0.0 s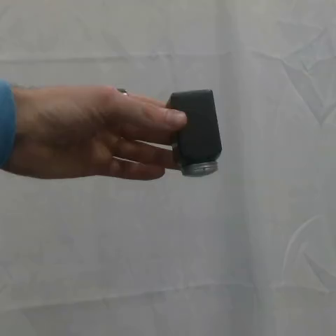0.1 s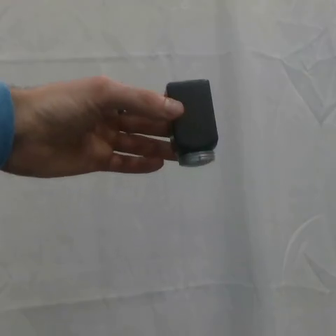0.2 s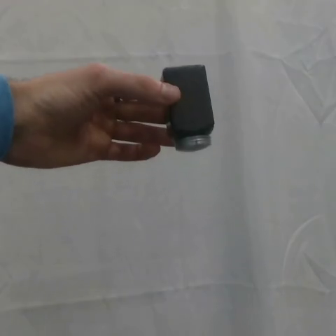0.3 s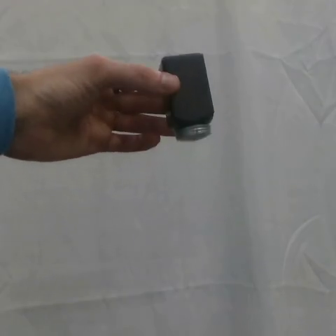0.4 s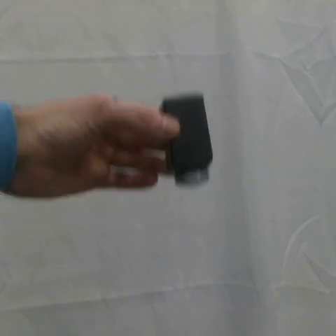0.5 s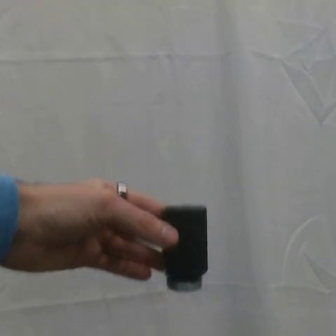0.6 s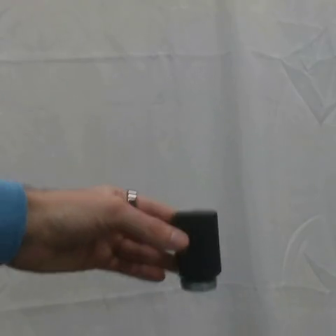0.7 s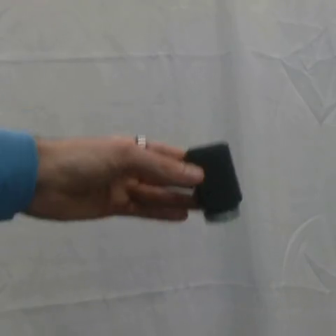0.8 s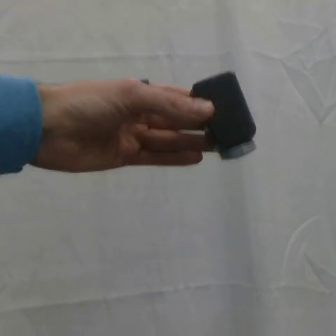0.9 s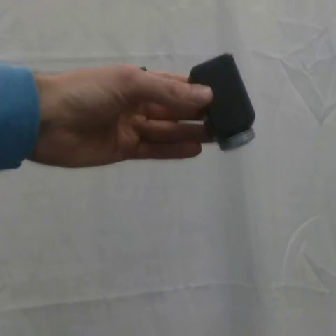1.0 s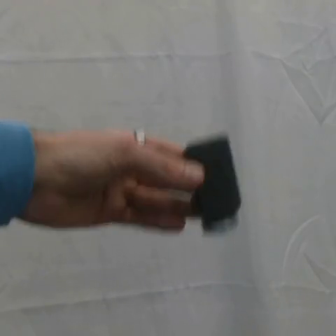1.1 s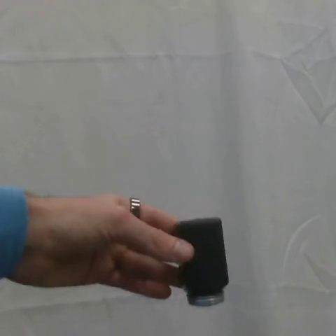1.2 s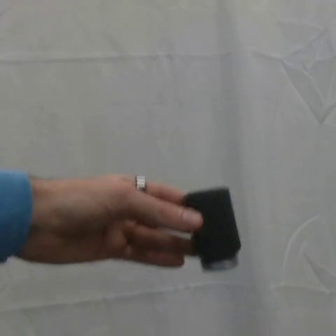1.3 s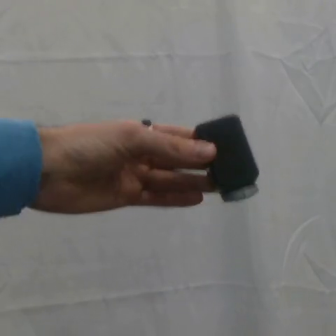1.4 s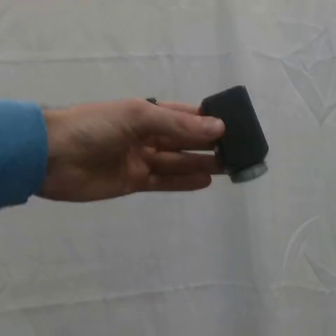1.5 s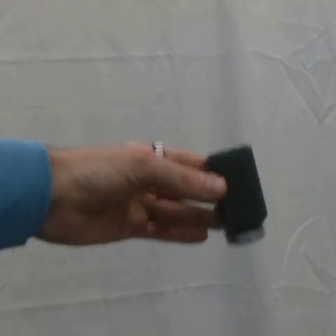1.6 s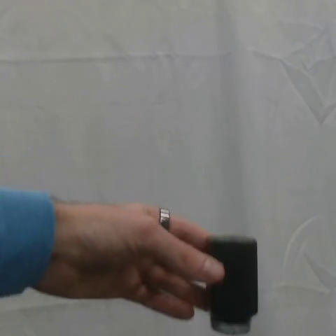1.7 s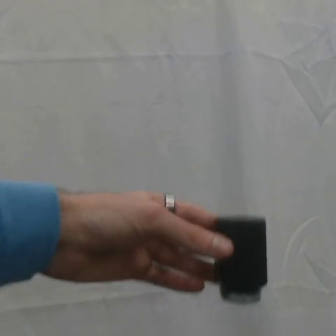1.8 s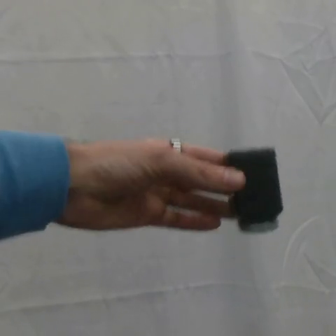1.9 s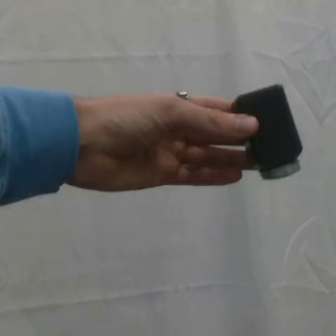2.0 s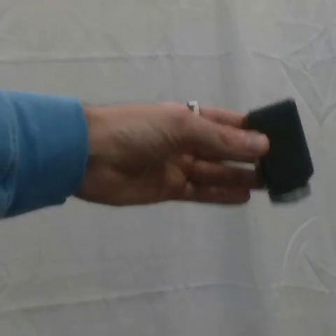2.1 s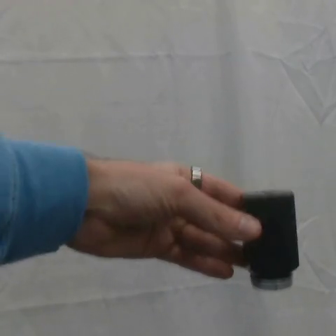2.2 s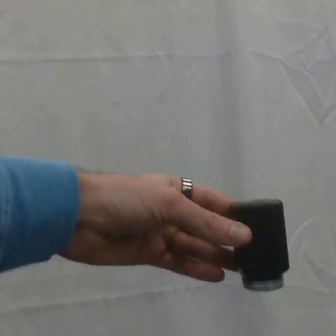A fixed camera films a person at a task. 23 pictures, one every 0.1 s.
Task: shake the salt shaker.
Motion: move up and down four times.
0.0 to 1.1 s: The hand goes downward.
1.1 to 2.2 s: The hand goes upward and to the right, then downward.
